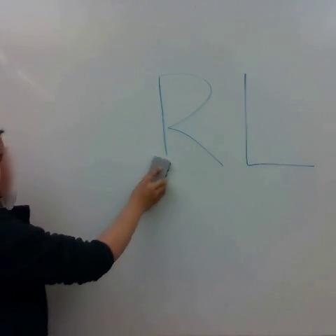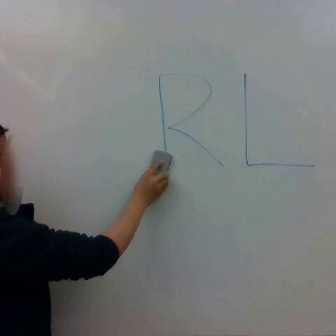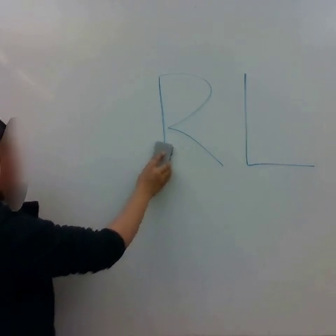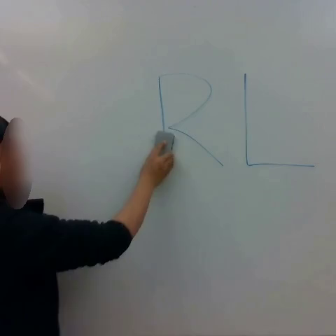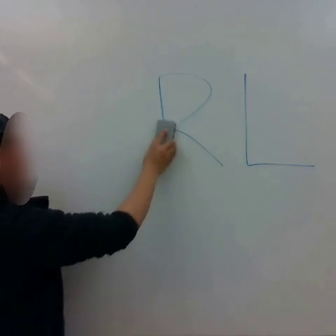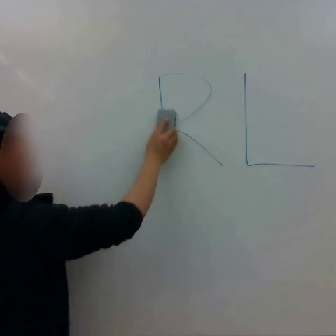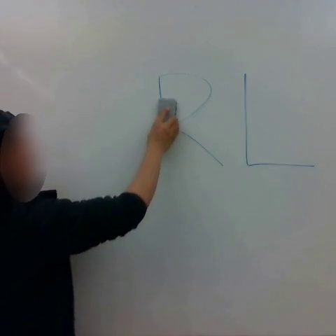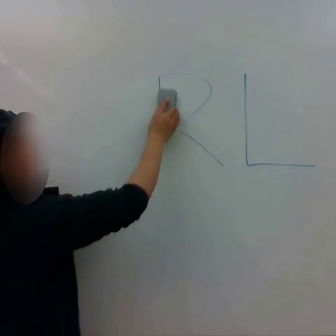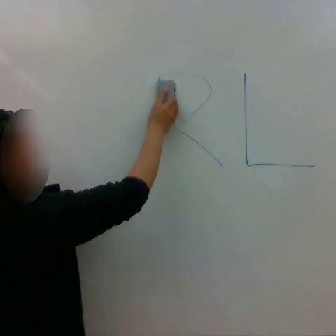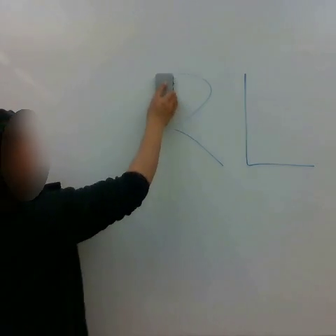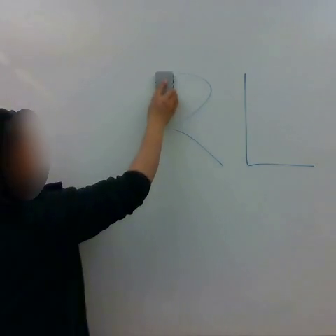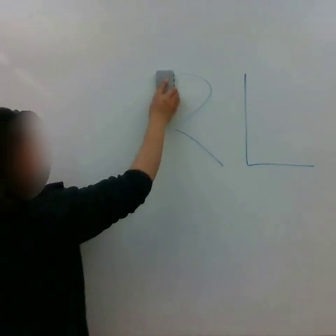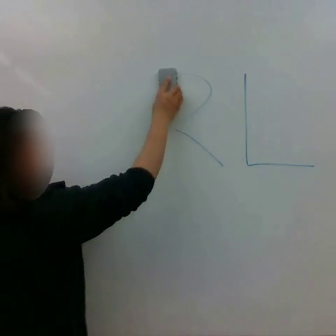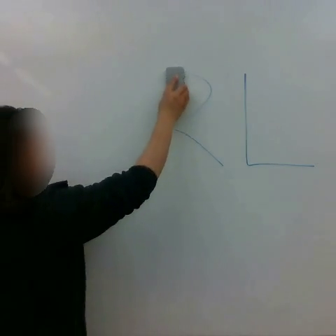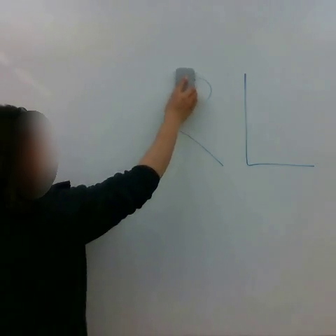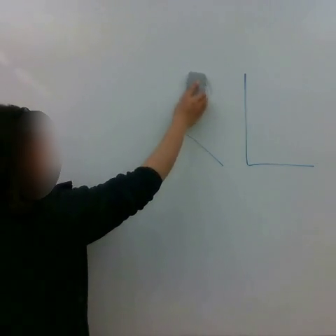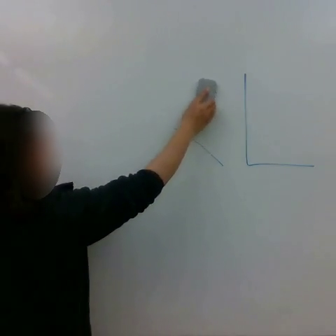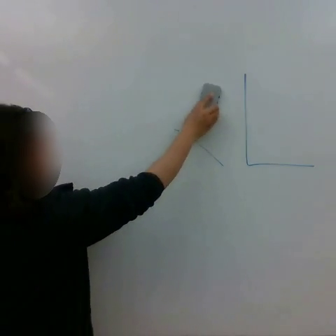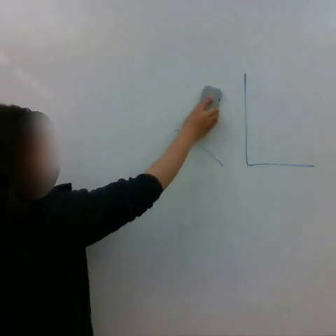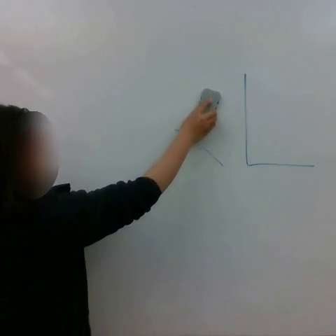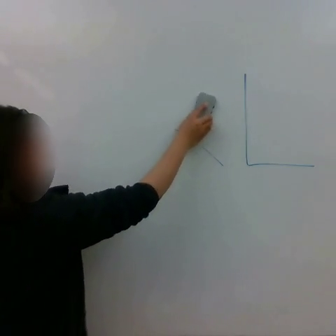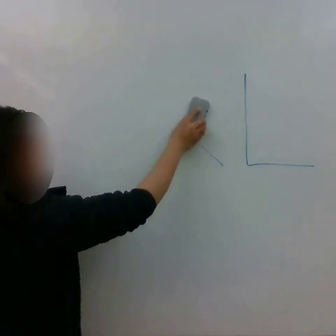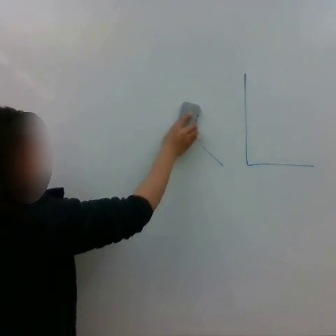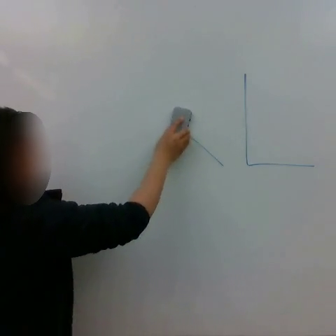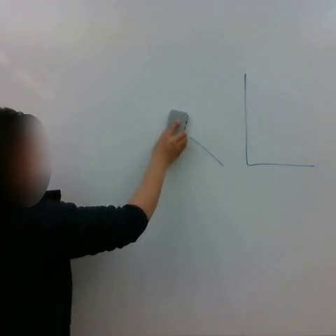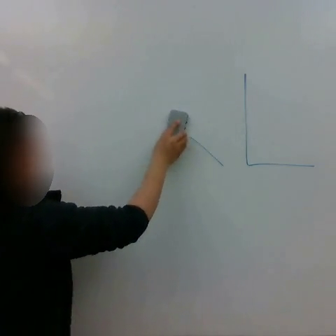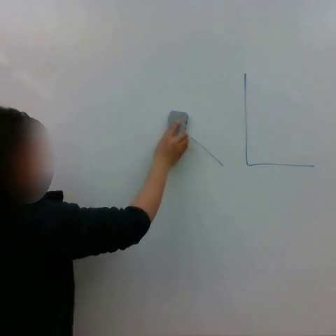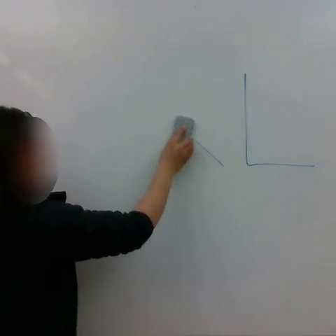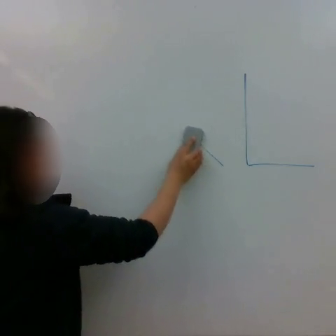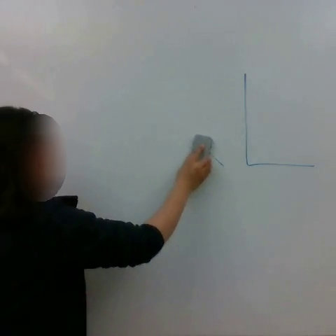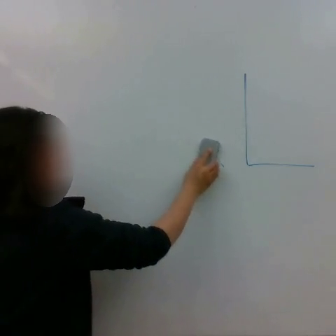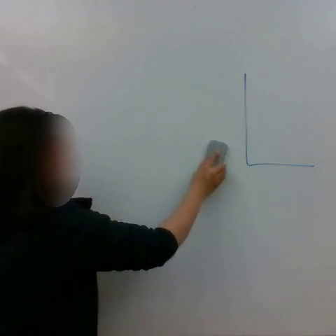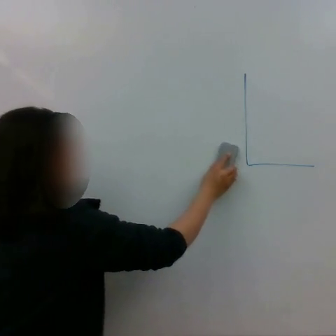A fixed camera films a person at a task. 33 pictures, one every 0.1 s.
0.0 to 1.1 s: The hand goes upward.
1.1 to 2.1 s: The hand goes to the right and downward, on a clockwise arc.
2.1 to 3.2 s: The hand goes downward and to the right, on a counterclockwise arc.
Task: erase whiteboard.
